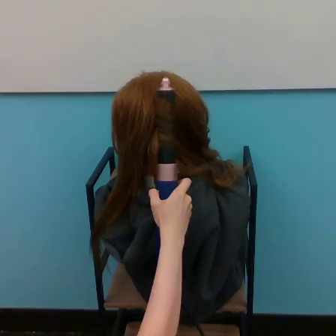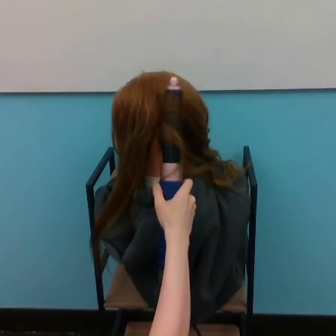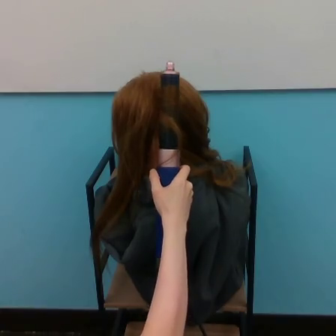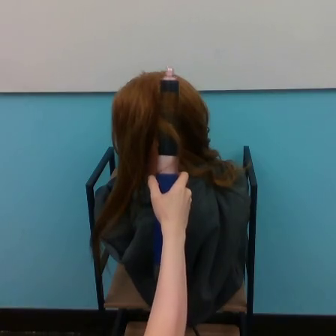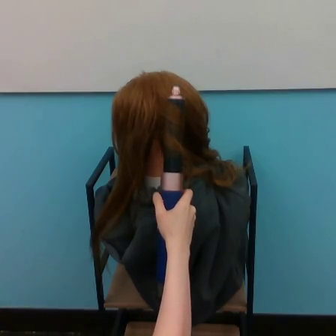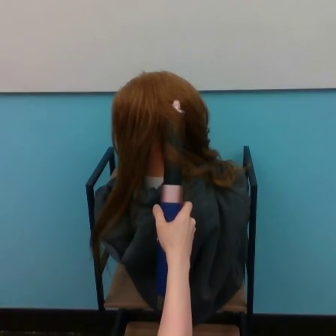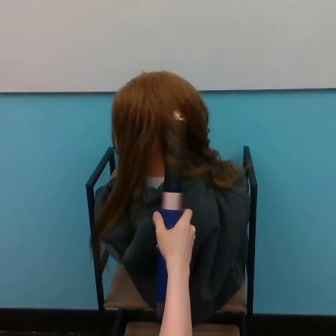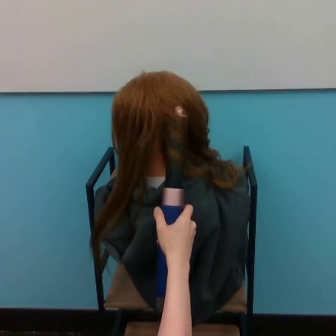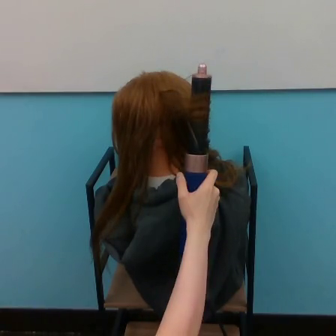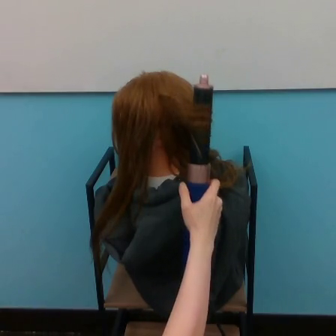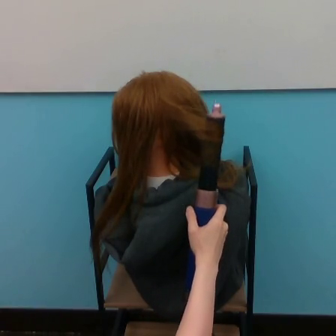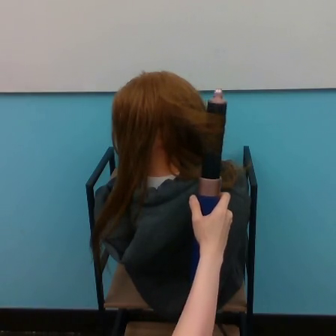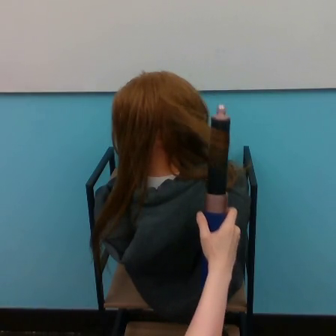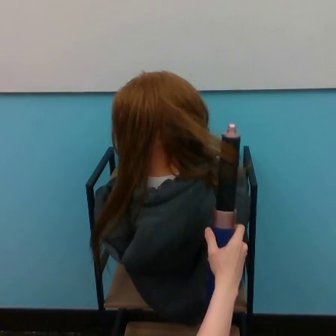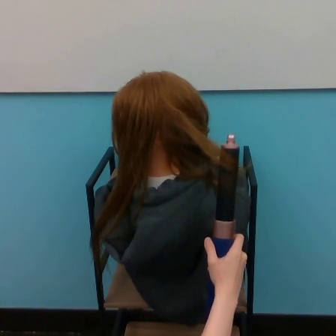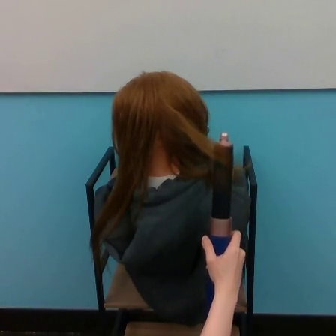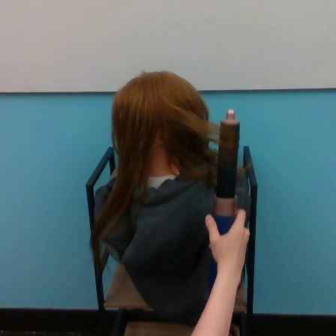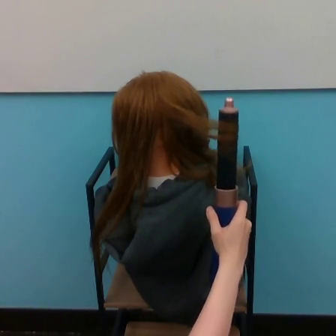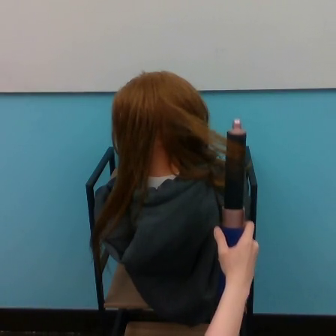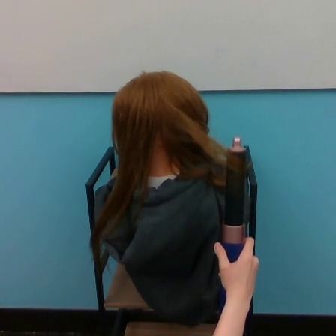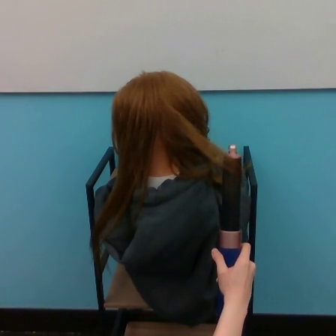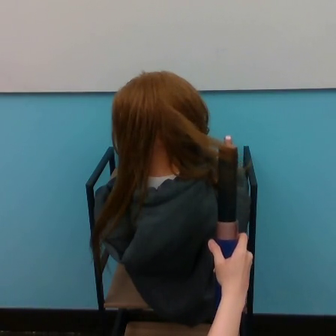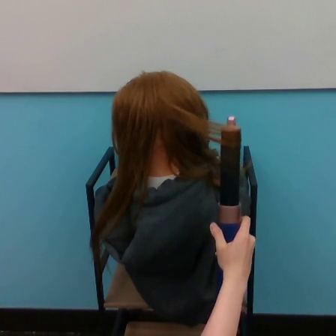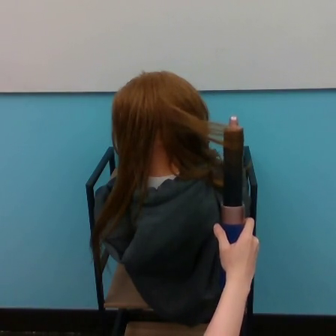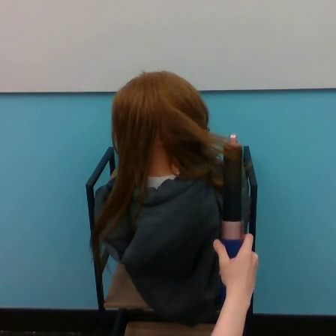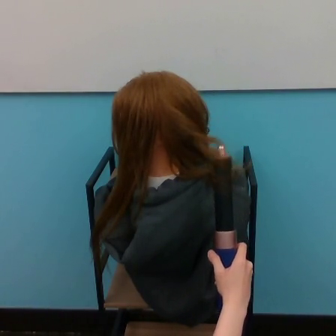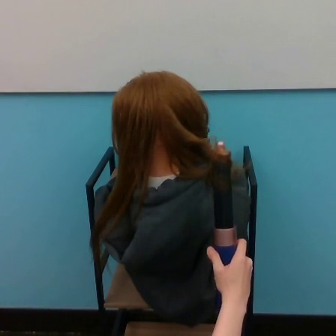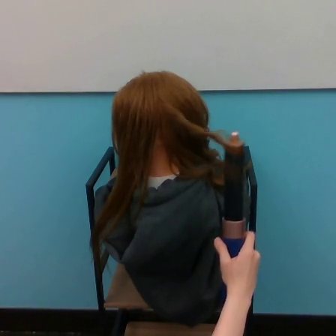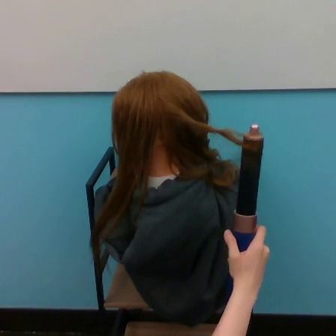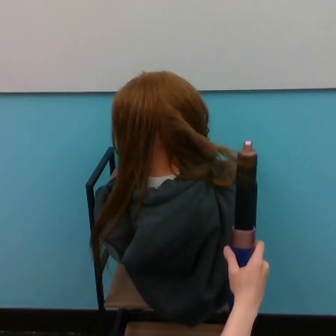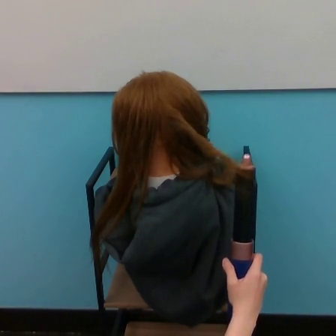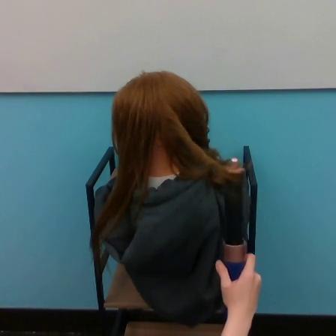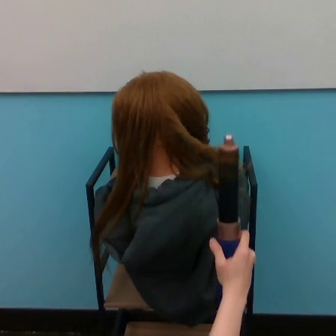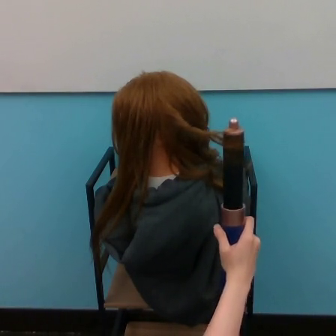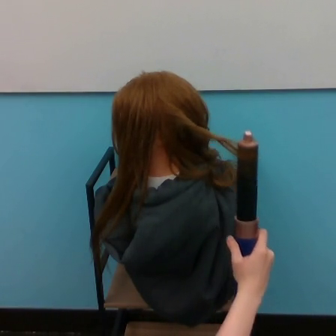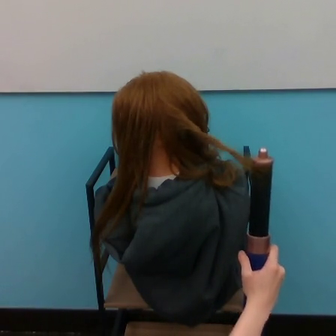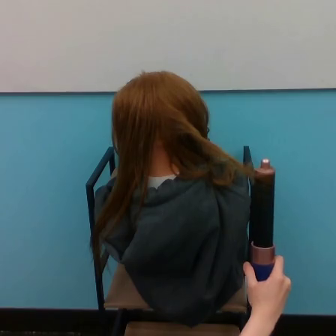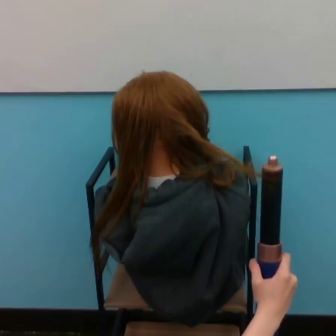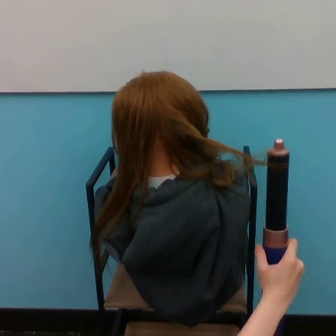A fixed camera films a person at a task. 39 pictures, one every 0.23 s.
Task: curl hair.
Motion: move downward and to the right, making vertical oscillations up and down.
0.00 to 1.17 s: The hand goes downward.
1.17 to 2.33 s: The hand goes upward and to the right, then downward.
2.33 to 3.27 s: The hand goes downward and to the right.
3.27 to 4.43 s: The hand goes upward, then downward.
4.43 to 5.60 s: The hand goes upward, then downward.
5.60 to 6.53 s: The hand moves only a little.
6.53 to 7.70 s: The hand goes downward, then upward.
7.70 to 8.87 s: The hand goes downward and to the right, then upward.
